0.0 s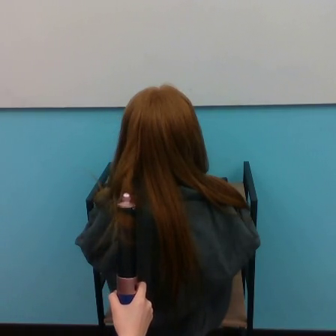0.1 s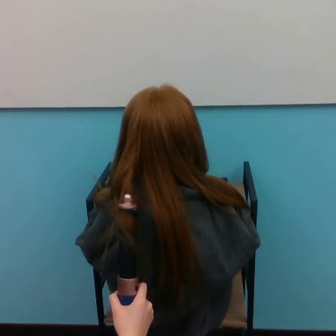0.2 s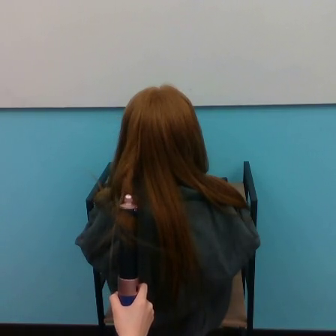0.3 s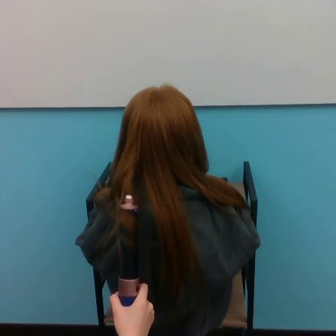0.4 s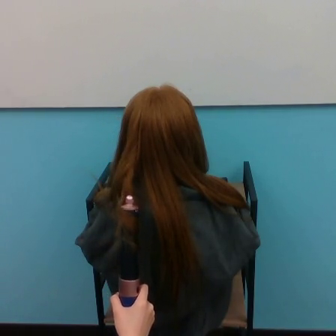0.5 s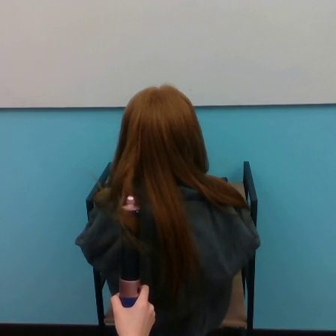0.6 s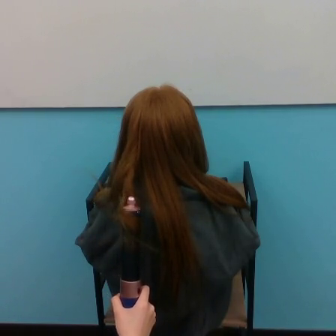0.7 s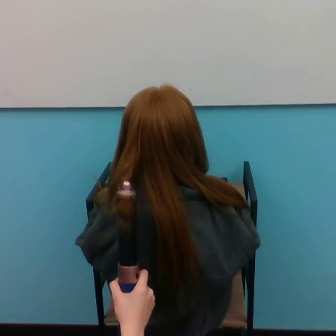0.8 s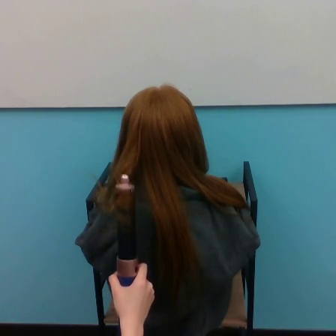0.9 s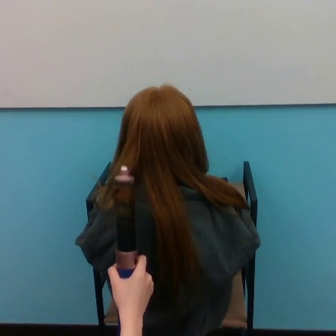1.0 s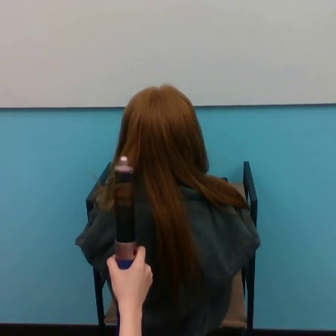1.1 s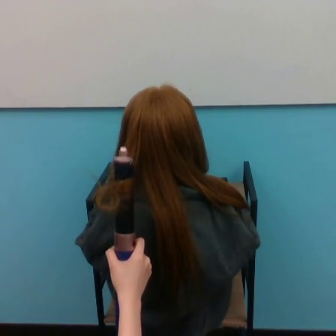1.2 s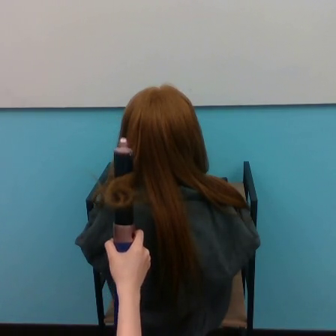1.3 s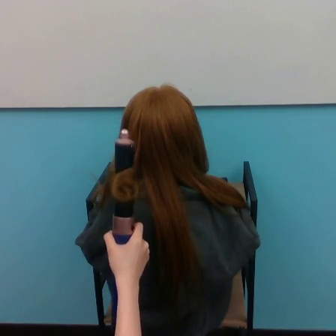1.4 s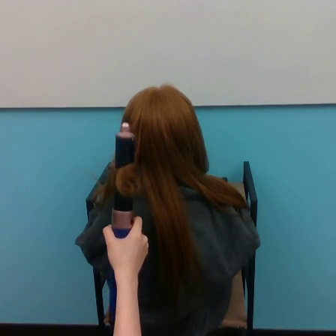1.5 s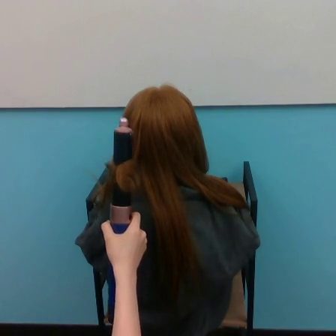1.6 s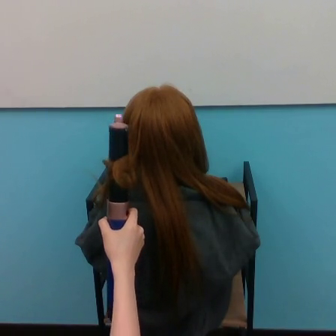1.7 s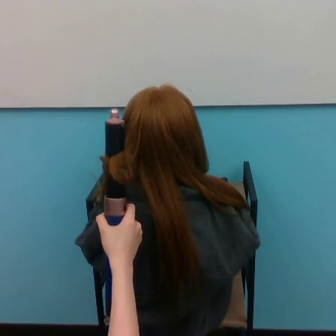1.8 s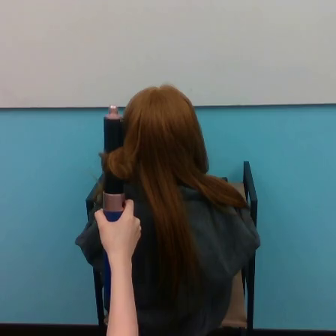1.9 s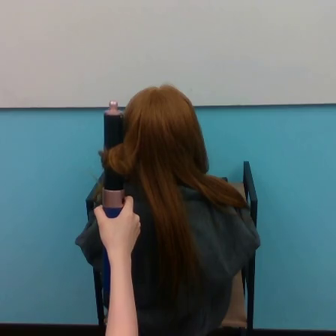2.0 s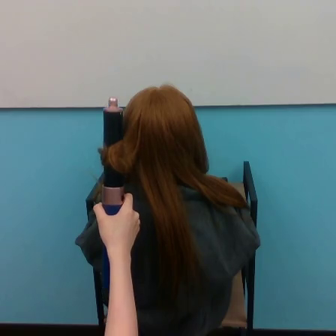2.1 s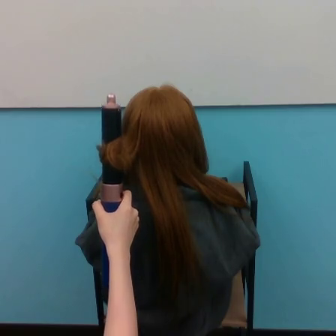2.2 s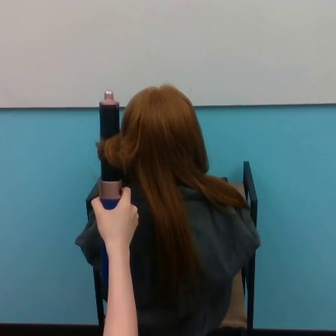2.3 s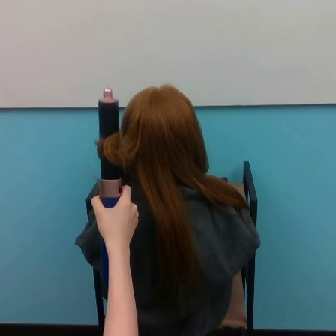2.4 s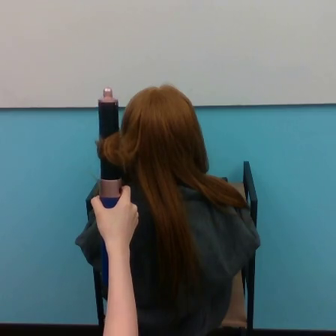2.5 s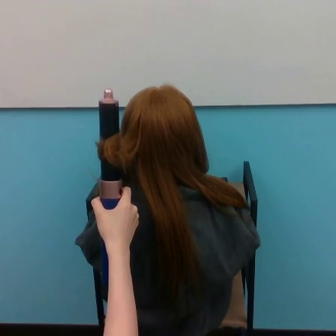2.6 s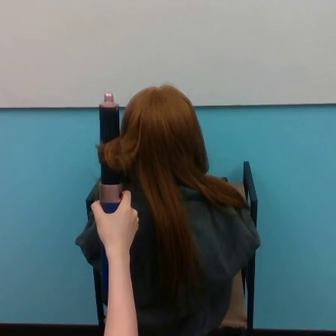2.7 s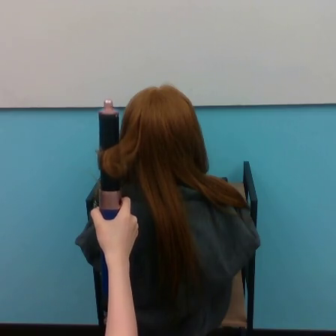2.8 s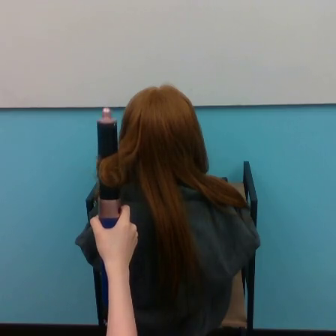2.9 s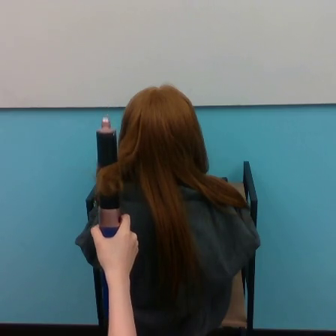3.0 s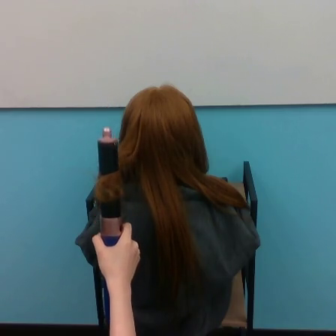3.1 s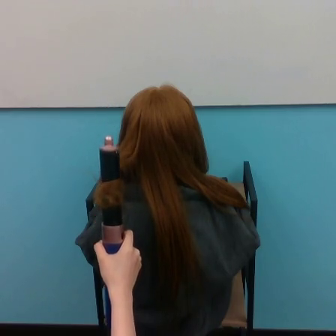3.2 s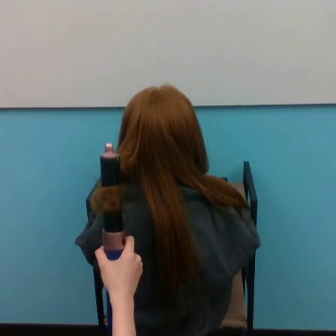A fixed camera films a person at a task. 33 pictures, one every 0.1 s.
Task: curl hair.
0.0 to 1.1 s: The hand goes upward.
1.1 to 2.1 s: The hand goes upward.
2.1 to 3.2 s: The hand goes downward.
